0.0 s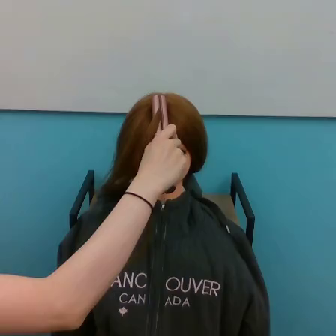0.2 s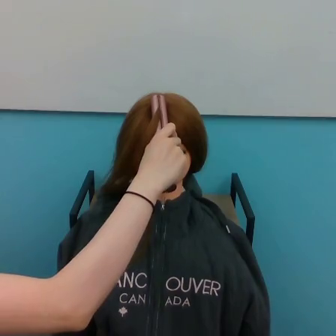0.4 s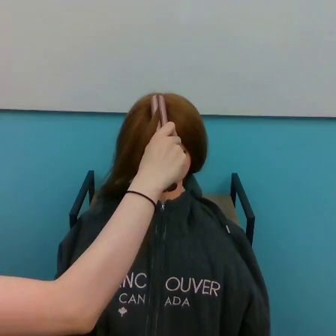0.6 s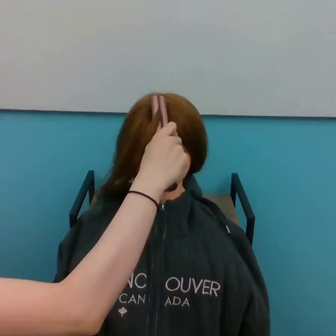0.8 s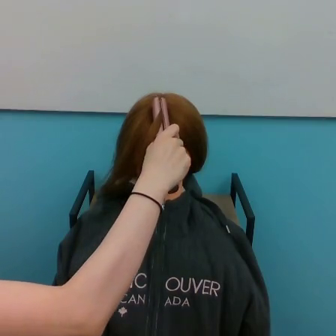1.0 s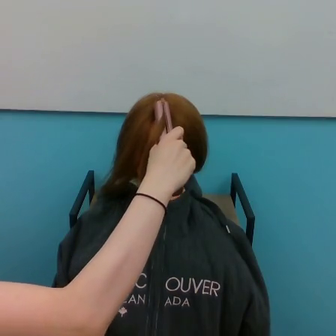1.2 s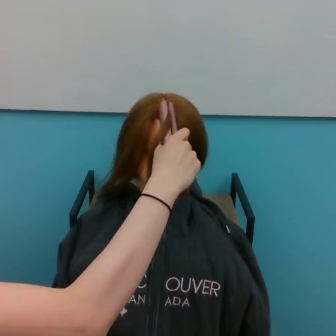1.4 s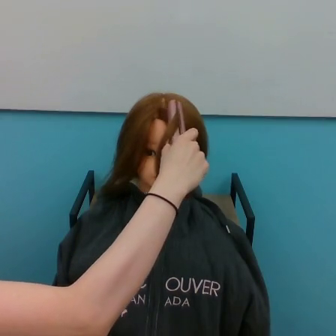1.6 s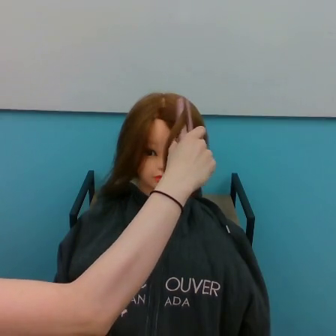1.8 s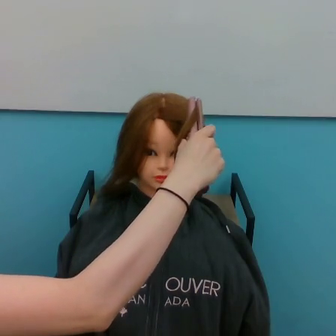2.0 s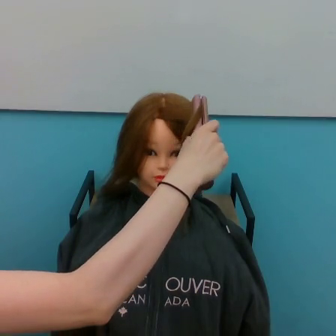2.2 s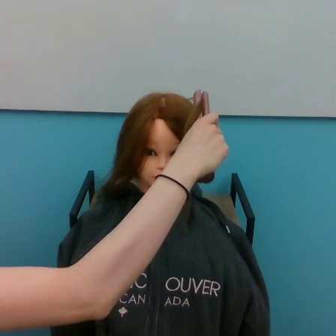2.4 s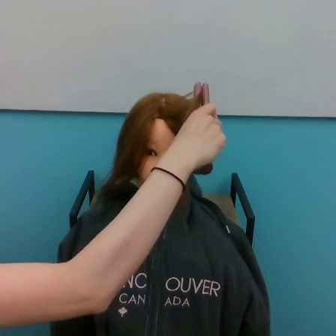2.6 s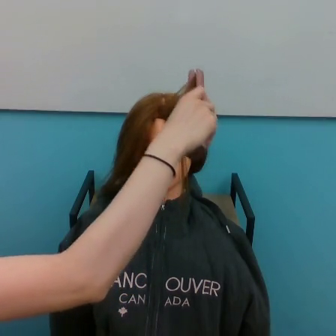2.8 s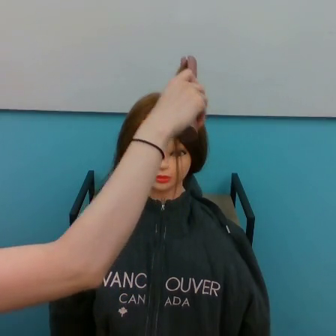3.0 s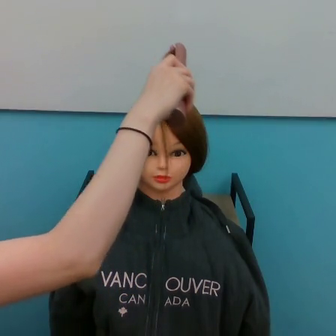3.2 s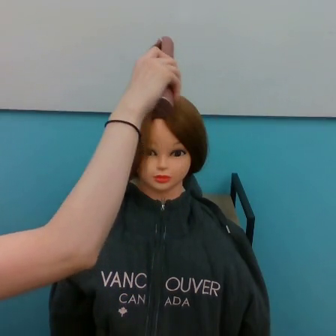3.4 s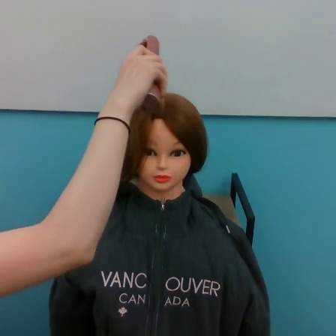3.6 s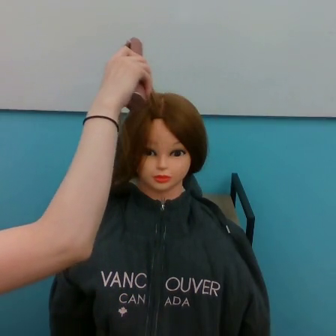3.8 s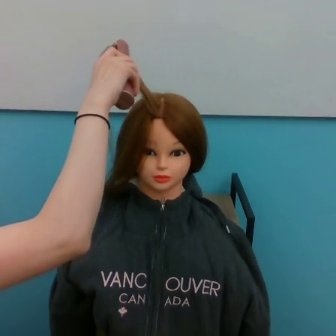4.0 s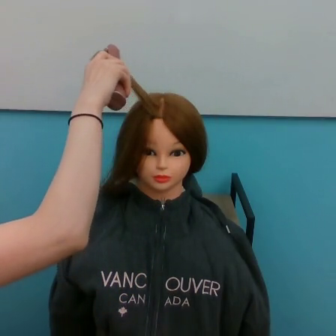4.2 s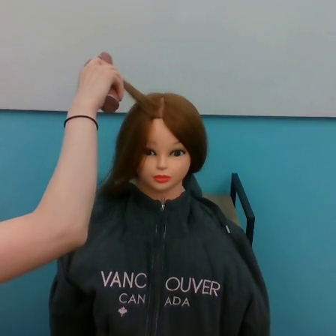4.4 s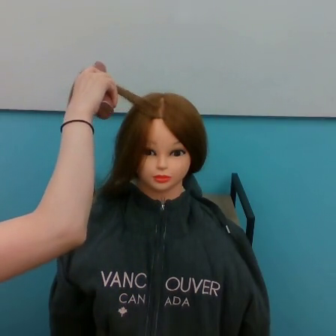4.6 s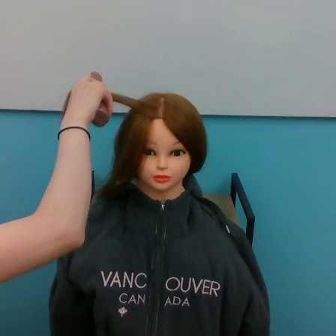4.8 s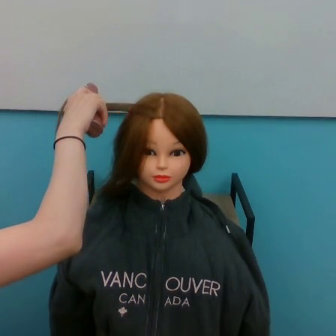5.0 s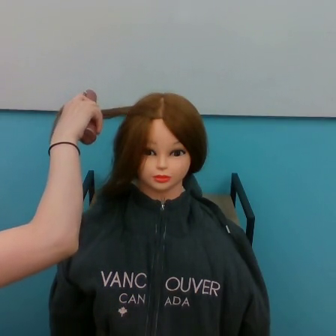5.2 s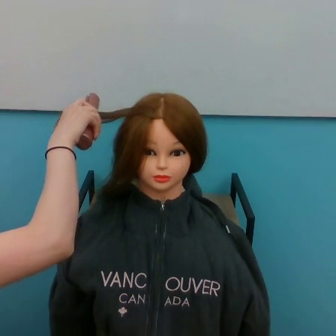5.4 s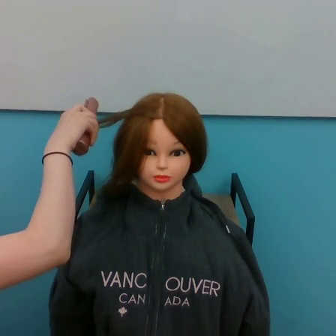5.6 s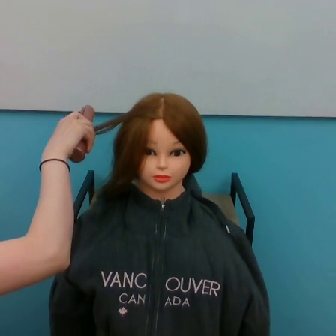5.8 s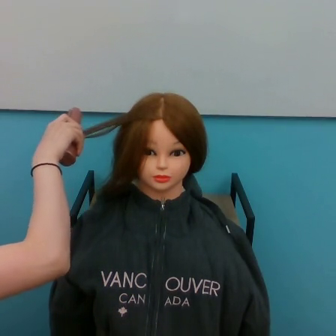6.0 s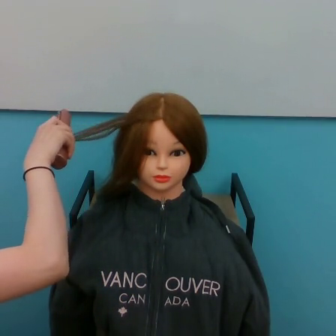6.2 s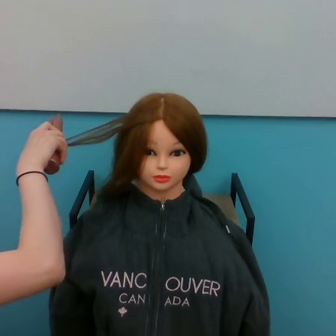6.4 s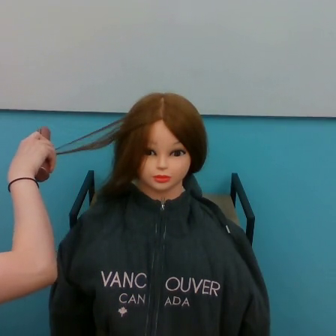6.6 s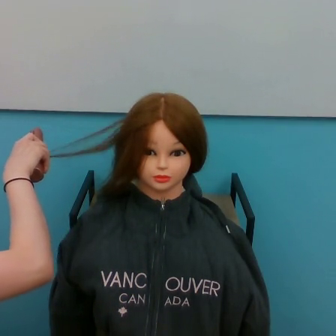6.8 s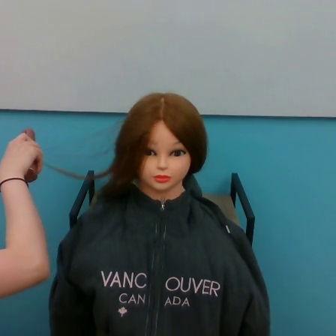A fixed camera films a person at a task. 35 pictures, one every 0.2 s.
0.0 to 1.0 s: The hand moves only a little.
1.0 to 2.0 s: The hand goes to the right.
2.0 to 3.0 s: The hand goes upward and to the left.
3.0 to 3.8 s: The hand goes to the left.
3.8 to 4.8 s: The hand goes downward and to the left.
4.8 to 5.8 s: The hand goes downward and to the left.
5.8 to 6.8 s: The hand goes to the left and downward.
Task: straighten hair.
Motion: move to the right shortly, move upward and to the left, then move downward and to the left.
